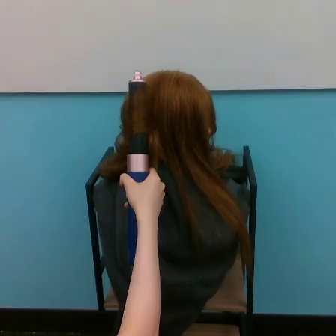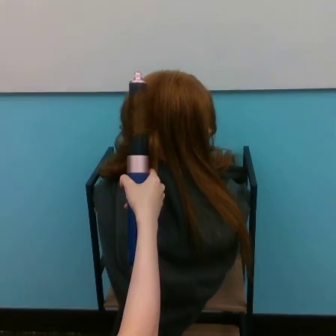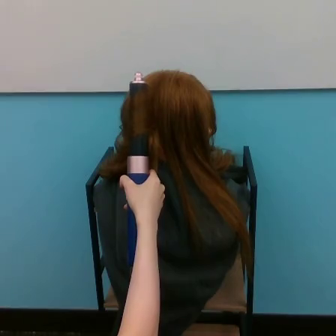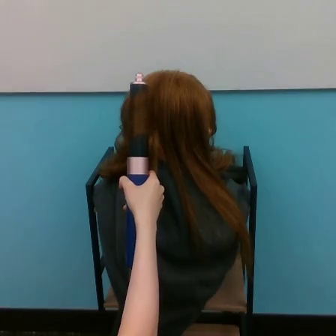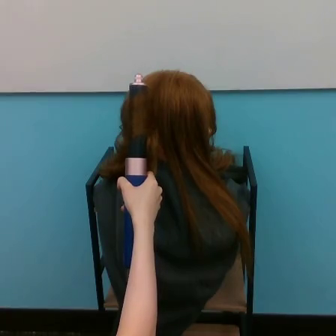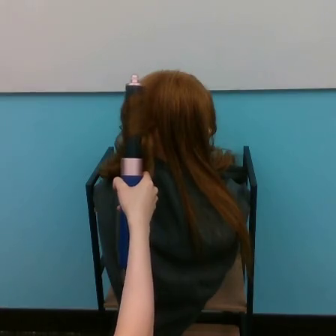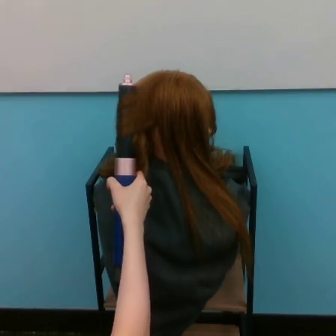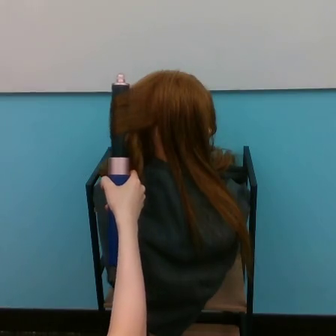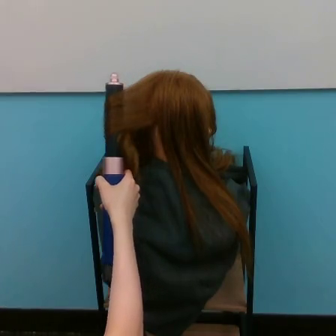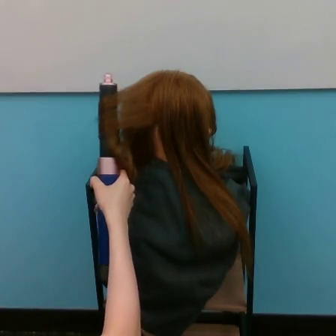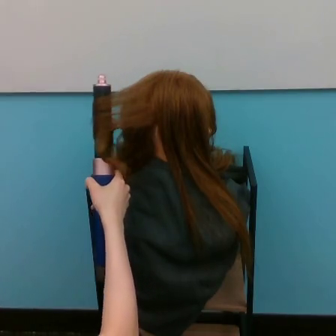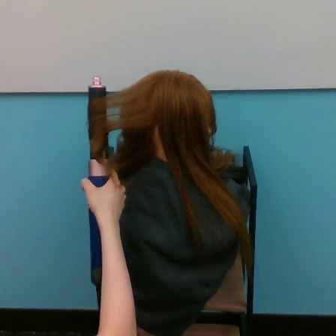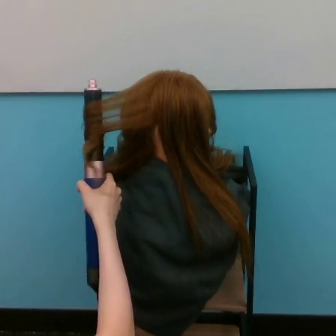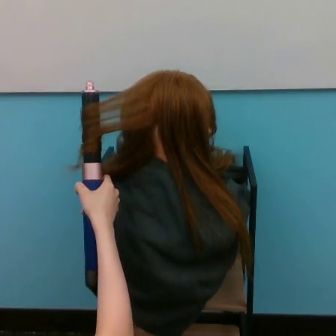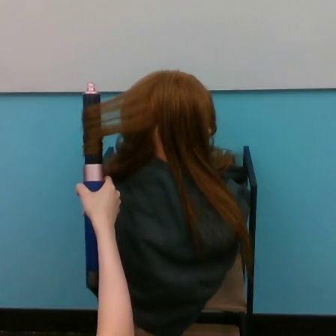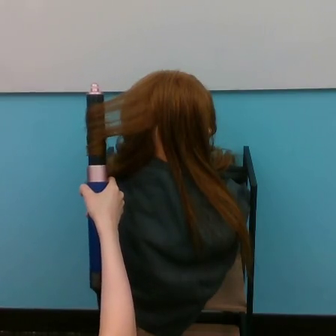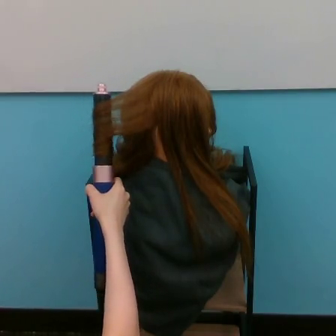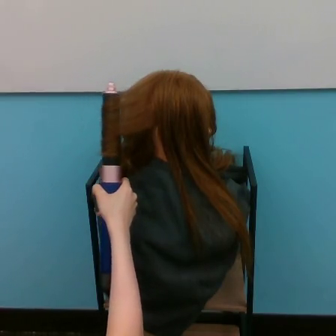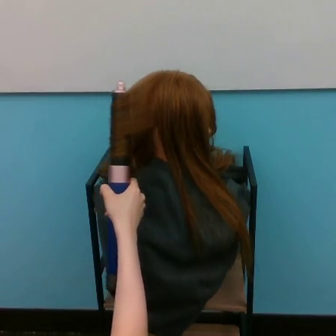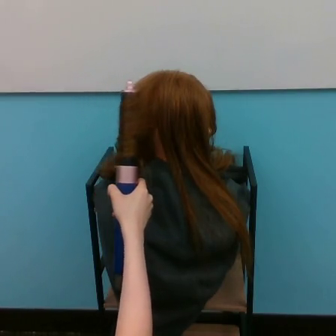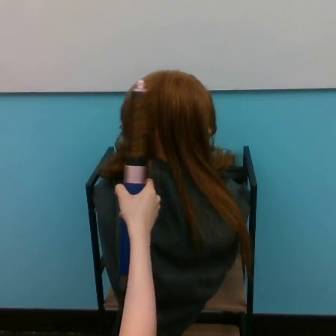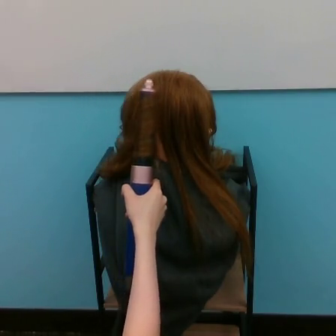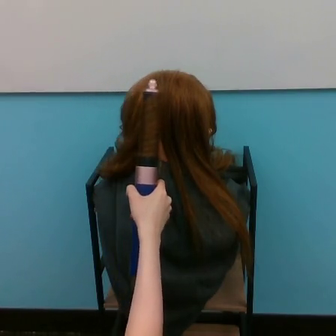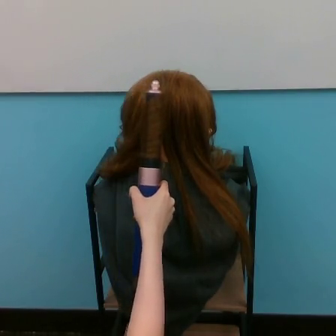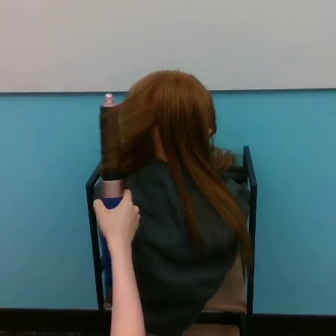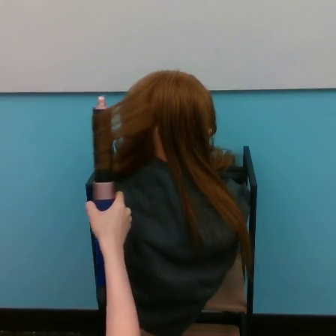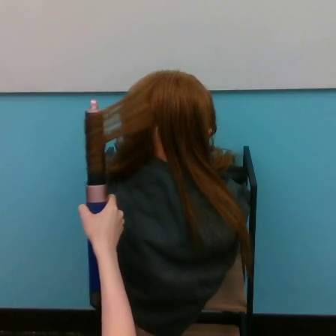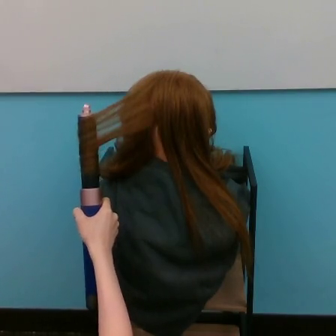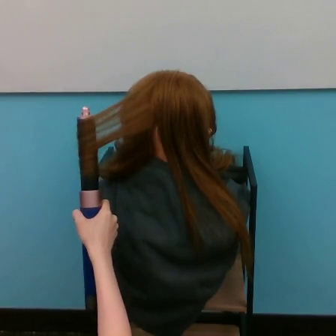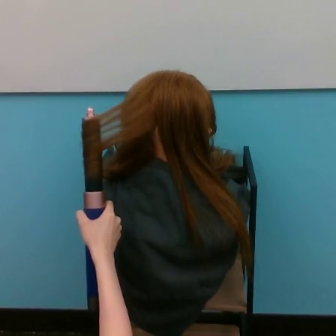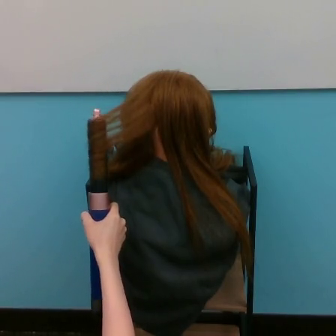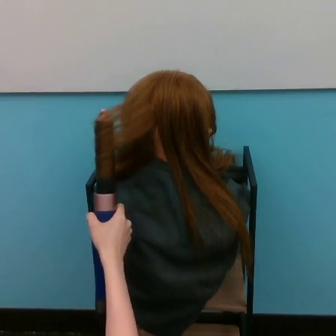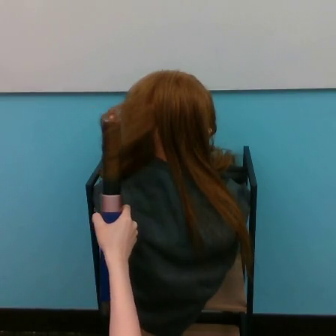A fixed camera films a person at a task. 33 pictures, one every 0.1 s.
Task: curl hair.
0.0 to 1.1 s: The hand goes to the left.
1.1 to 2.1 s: The hand goes to the right, on a counterclockwise arc.
2.1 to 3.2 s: The hand goes to the left and downward, then to the right.
